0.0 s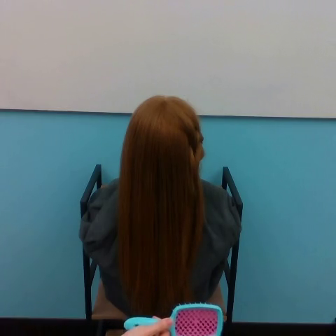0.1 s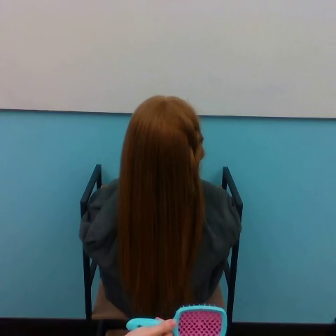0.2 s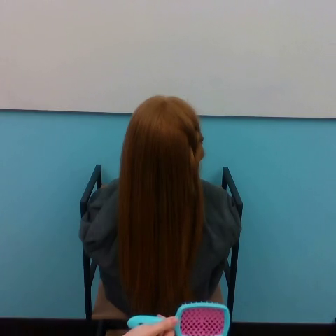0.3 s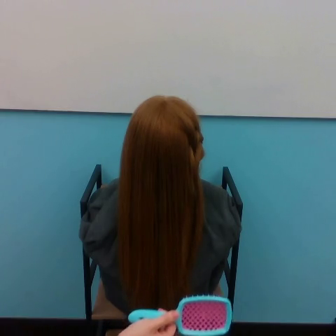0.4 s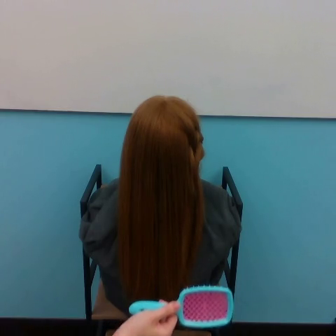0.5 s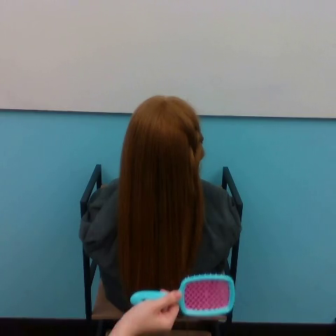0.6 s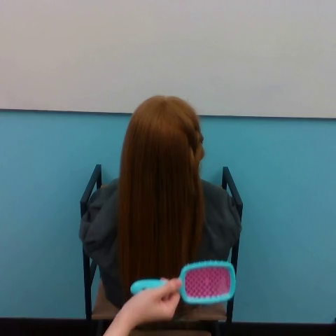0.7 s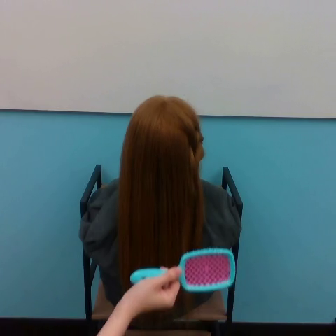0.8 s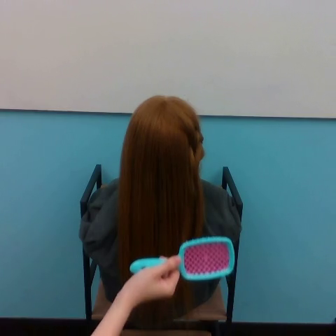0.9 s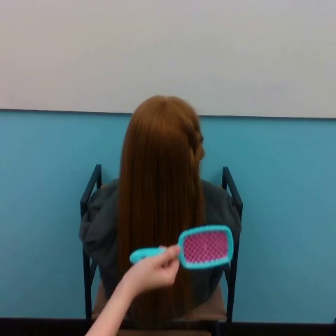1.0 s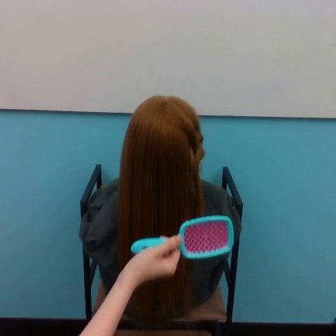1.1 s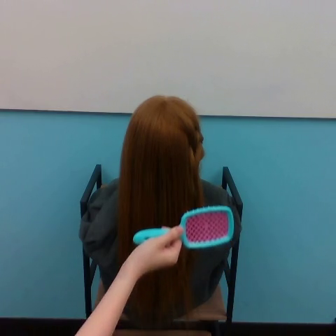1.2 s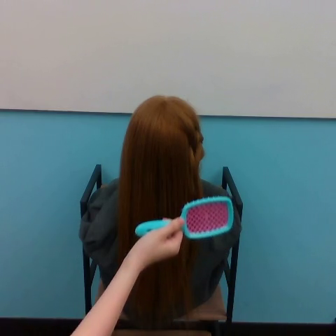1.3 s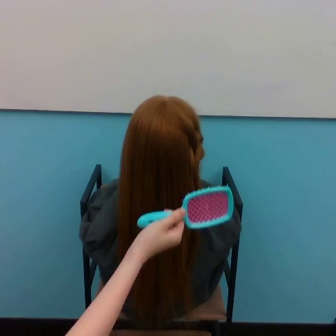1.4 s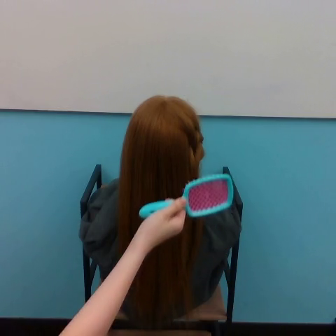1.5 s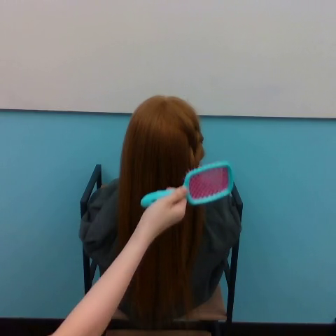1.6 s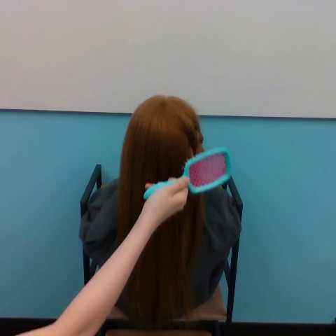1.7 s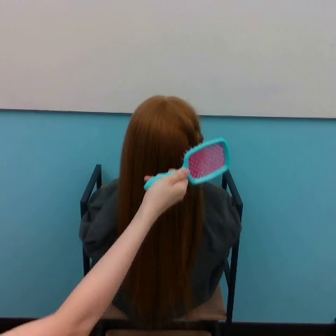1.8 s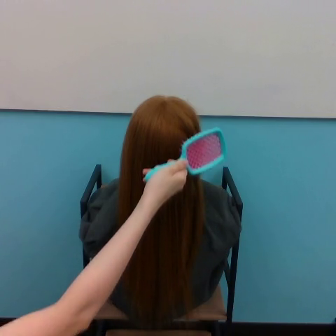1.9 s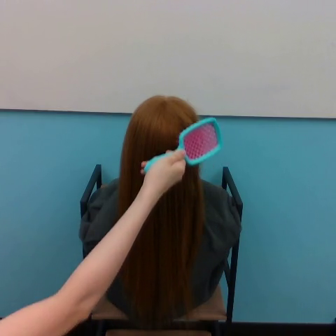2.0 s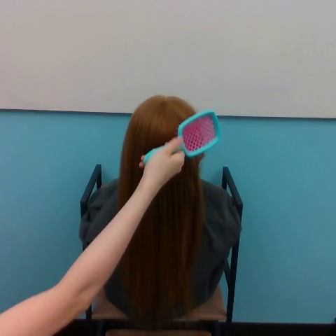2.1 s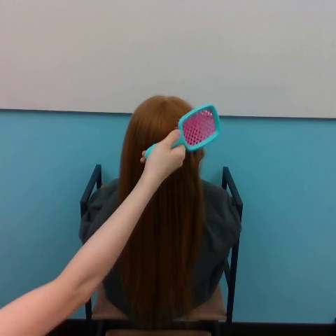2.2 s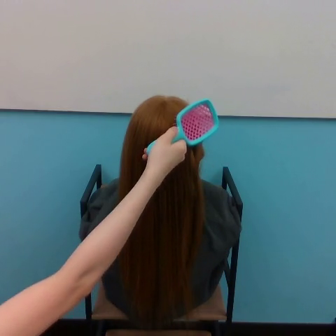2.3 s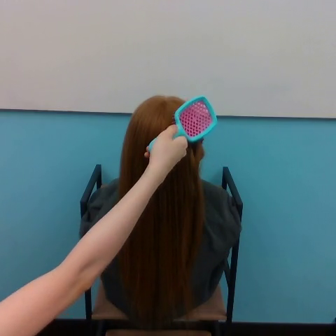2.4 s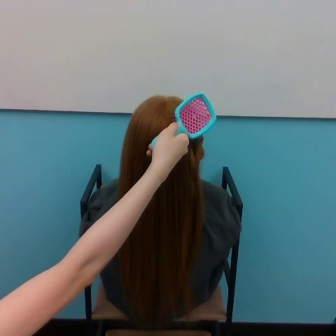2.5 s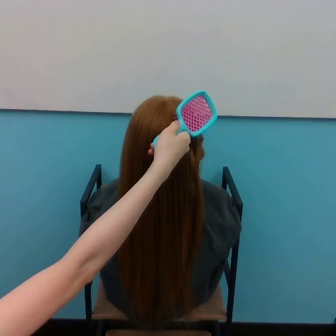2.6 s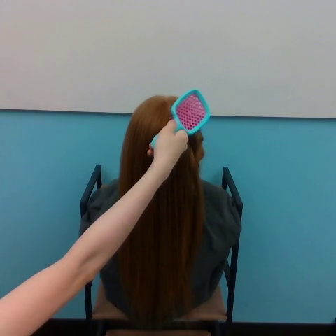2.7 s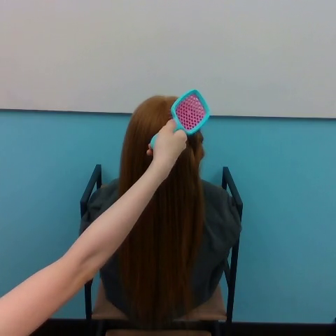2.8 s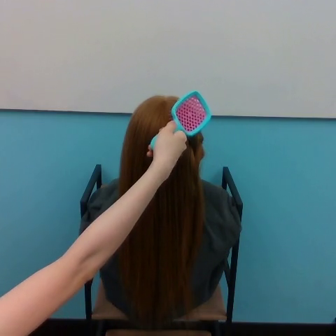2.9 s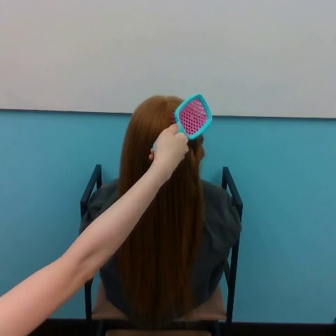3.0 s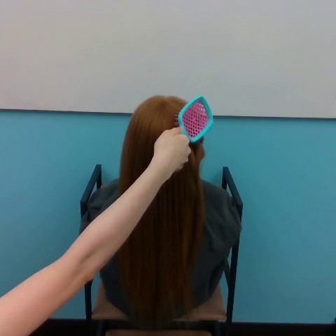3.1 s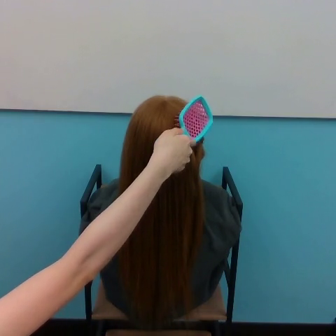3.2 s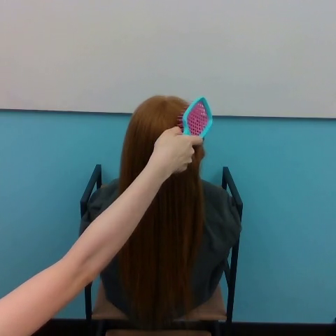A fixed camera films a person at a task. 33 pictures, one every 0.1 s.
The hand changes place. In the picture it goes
upward.
0.0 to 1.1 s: The hand goes upward.
1.1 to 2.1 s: The hand goes upward.
2.1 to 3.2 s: The hand moves only a little.
Task: brush hair.
